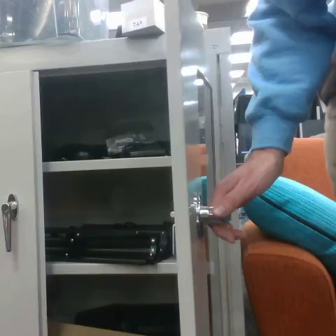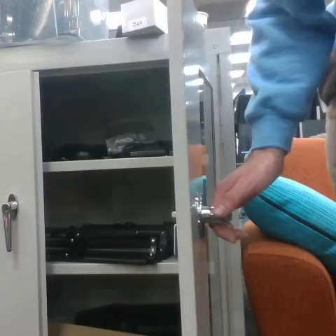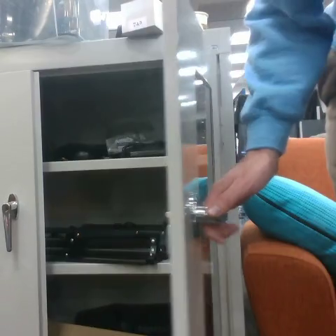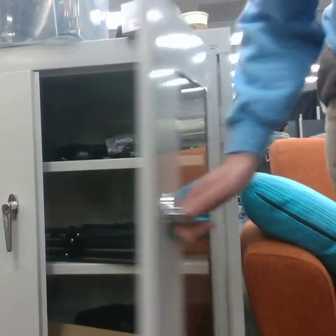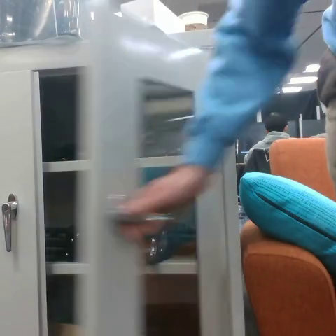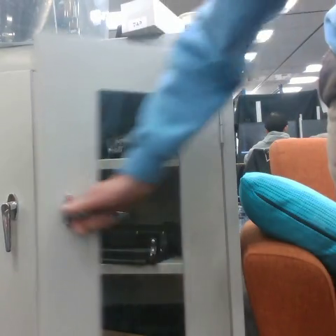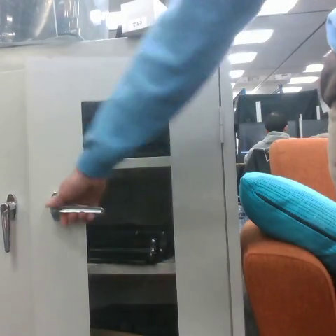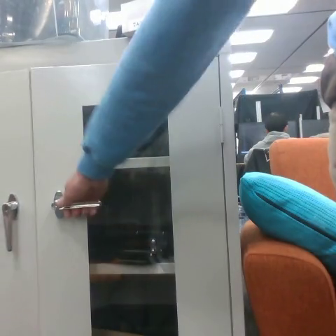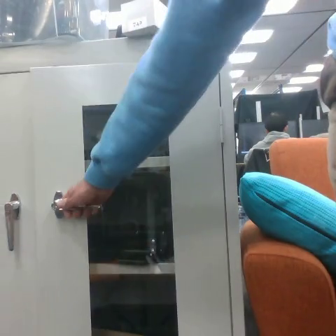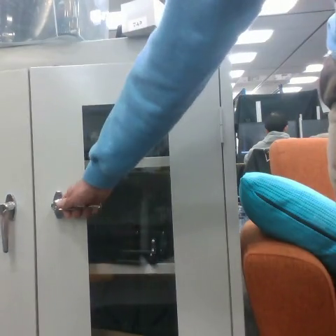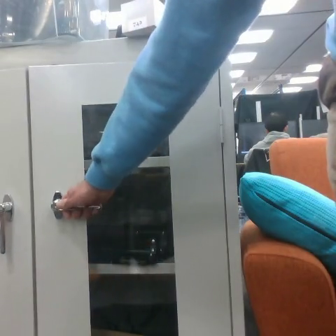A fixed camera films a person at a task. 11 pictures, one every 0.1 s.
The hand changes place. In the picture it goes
to the left.
0.0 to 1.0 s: The hand goes to the left.
Task: close the cabinet.
Motion: move to the left quickly.
